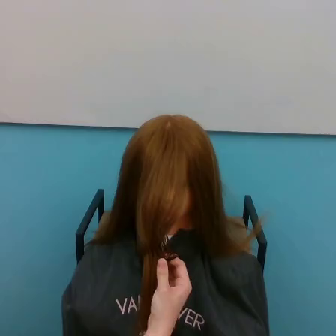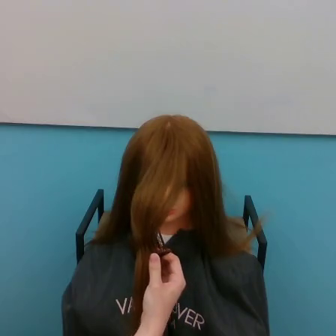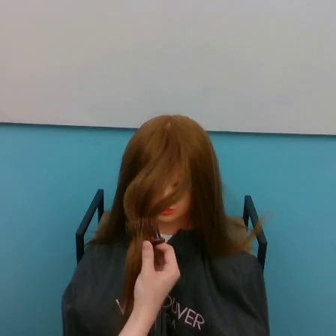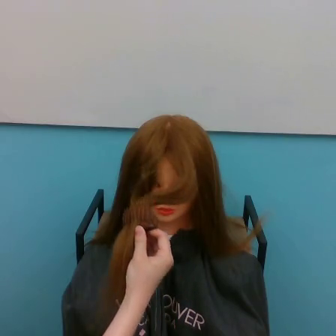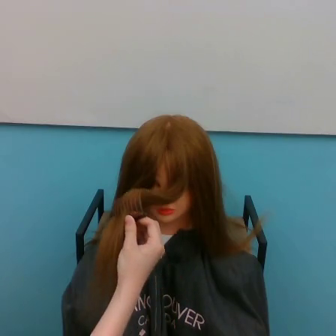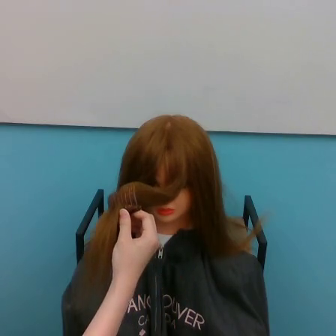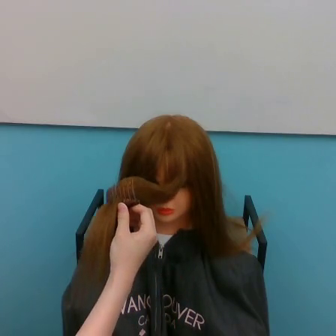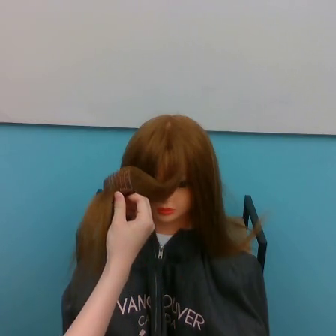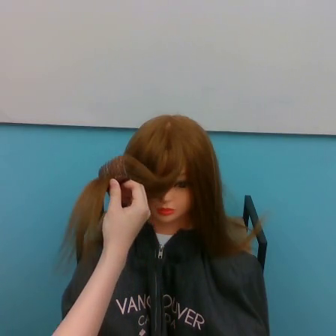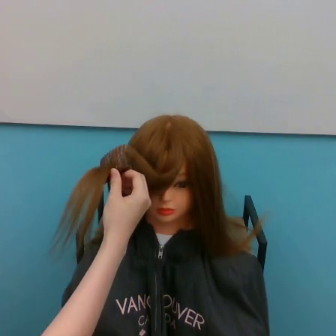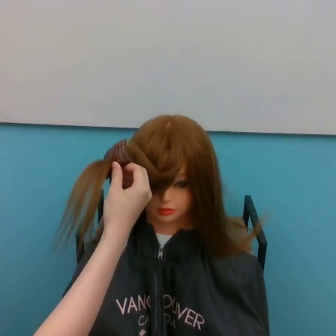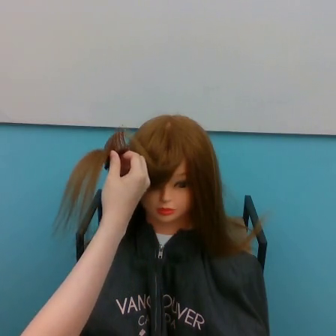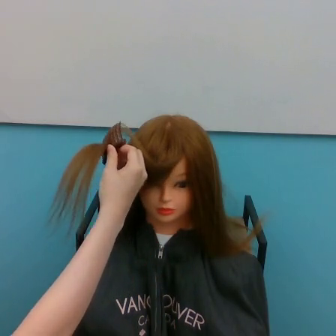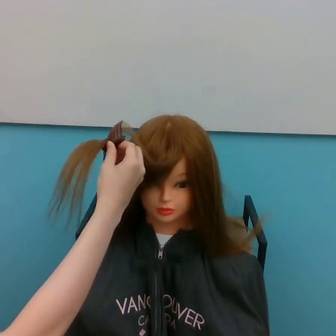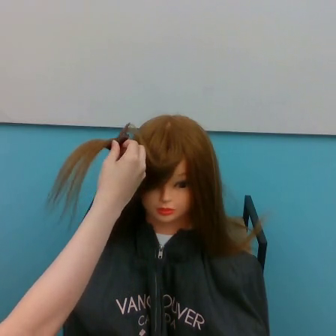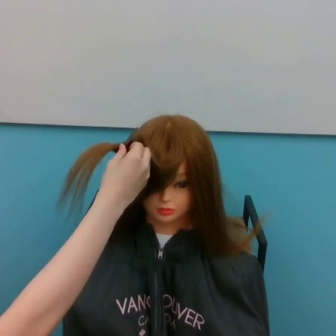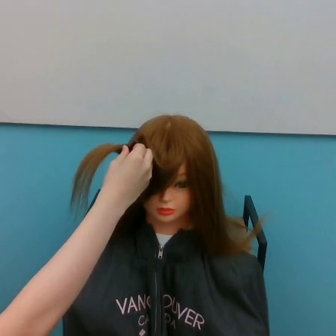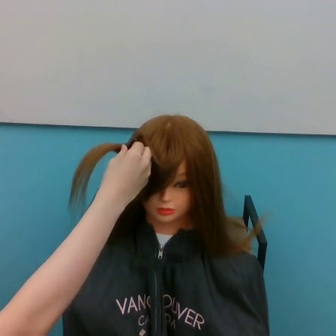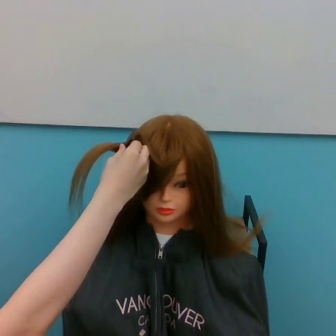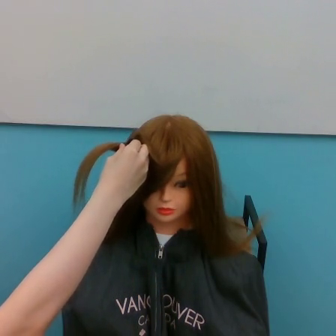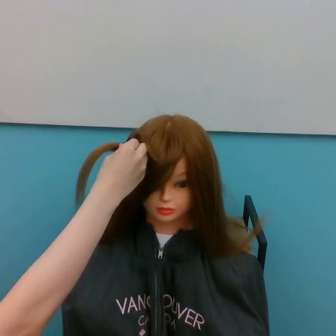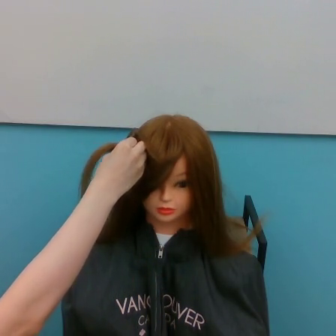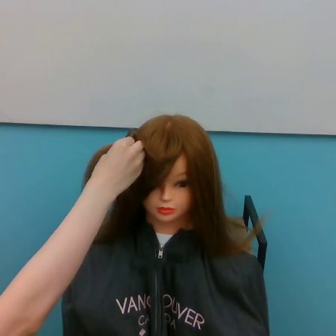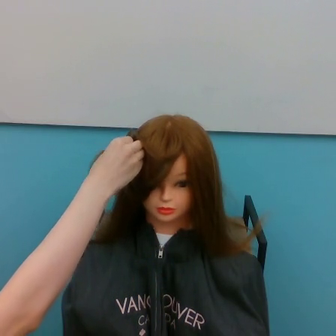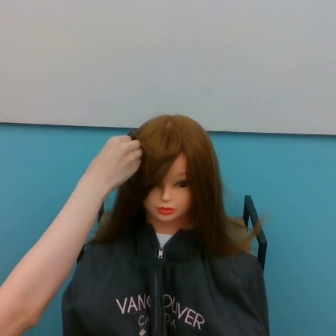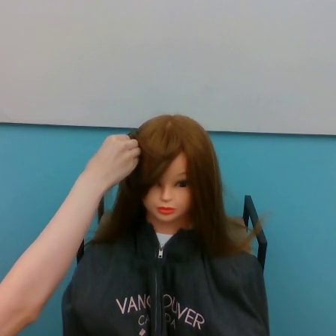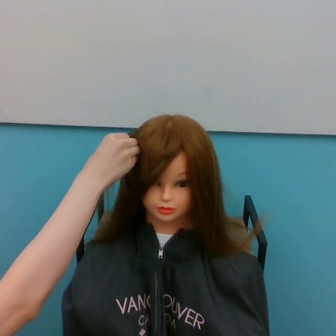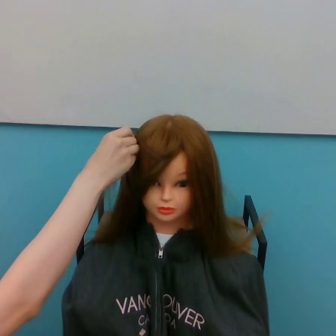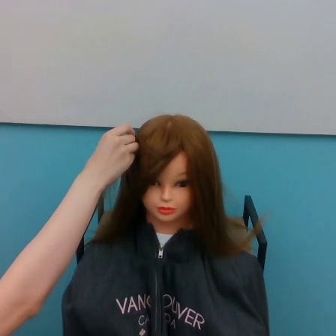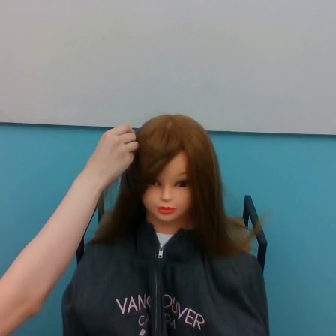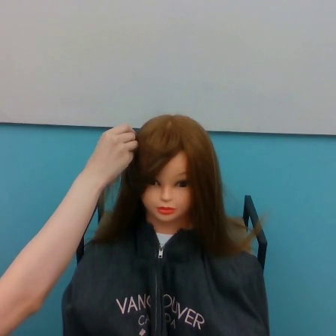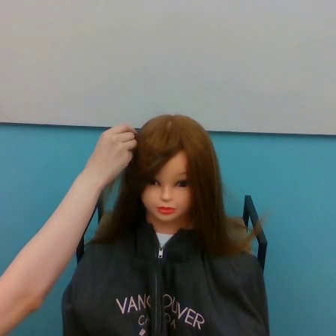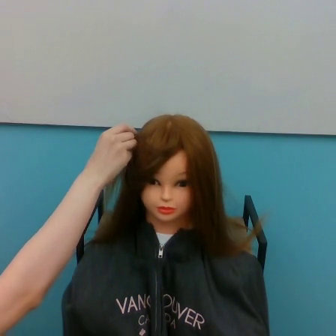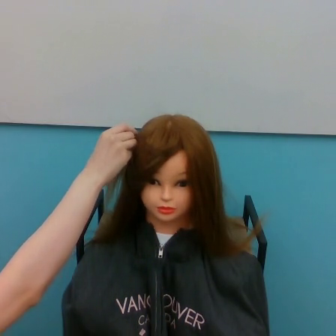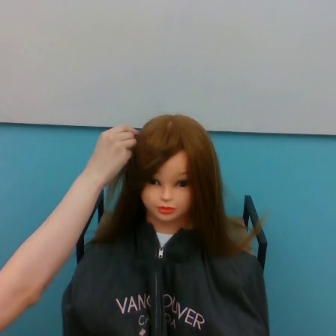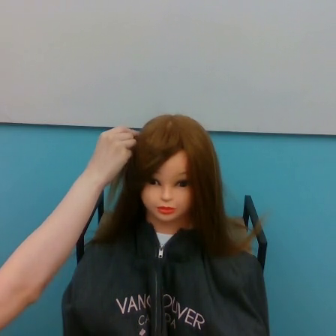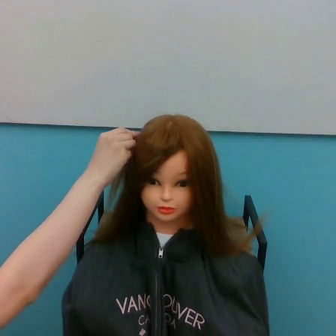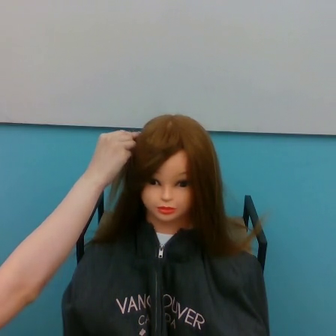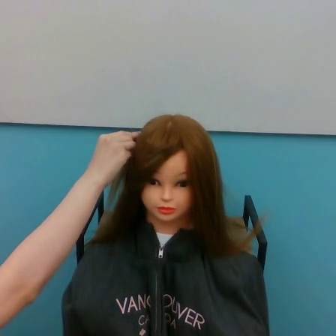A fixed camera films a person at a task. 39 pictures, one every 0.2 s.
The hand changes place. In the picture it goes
upward.
0.0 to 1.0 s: The hand goes upward and to the left.
1.0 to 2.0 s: The hand goes upward.
2.0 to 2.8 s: The hand goes upward.
2.8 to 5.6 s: The hand goes upward.
5.6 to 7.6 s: The hand moves only a little.
Task: tidy front hair.
Motion: move upward and to the left.
